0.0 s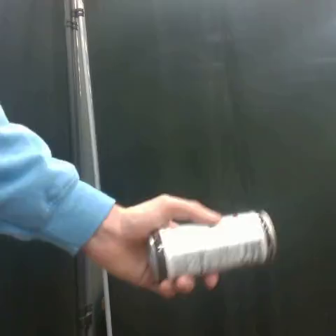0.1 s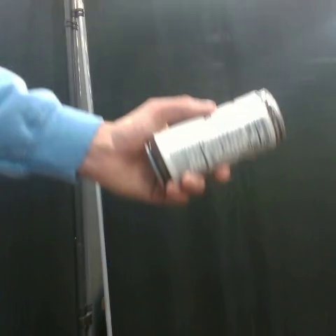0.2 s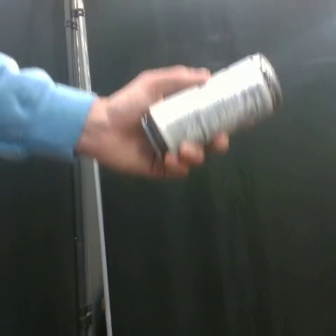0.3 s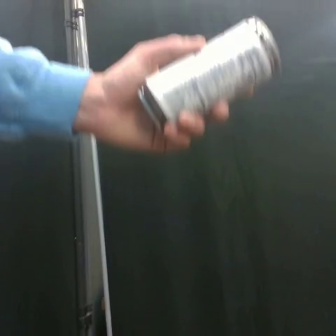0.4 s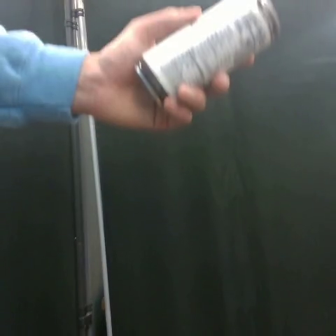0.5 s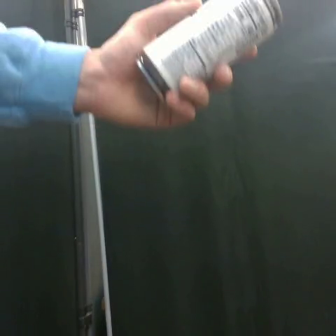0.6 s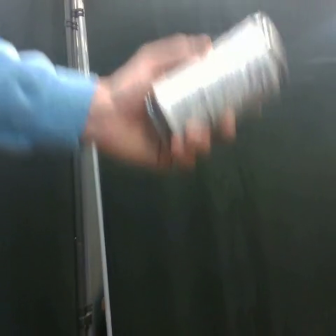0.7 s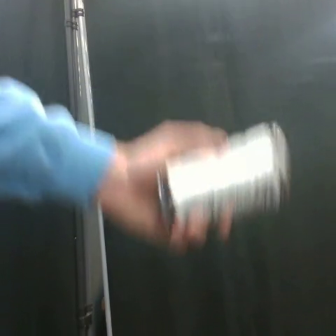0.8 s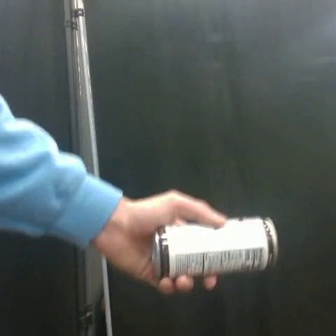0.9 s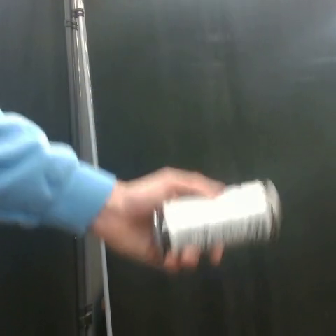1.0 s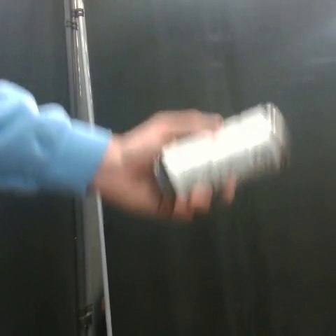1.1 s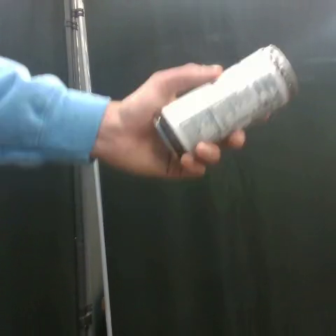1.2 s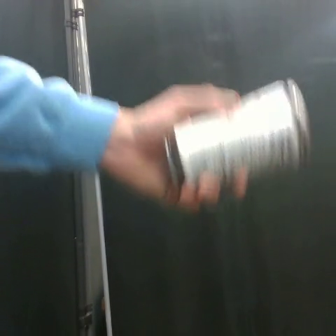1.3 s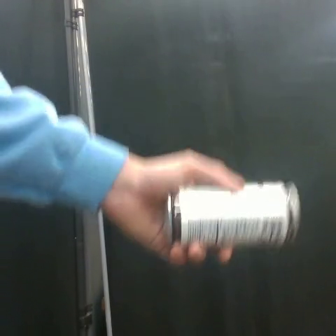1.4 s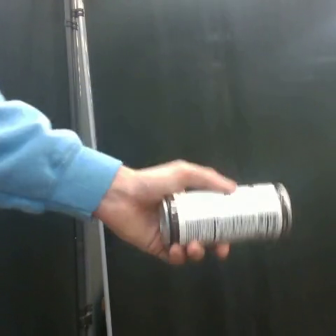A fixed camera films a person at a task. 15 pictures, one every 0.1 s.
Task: shake the coffee can.
Motion: move up and down twice.
0.0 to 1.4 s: The hand goes upward, then downward.
